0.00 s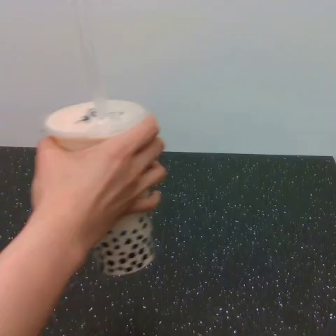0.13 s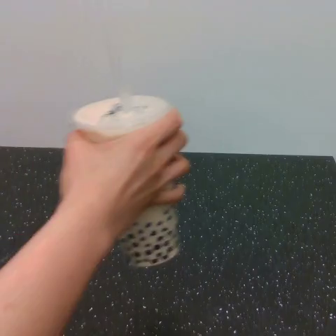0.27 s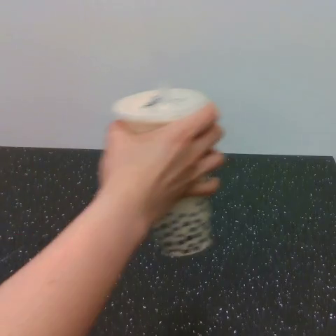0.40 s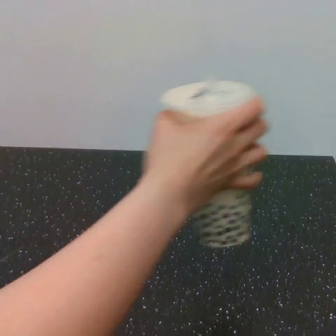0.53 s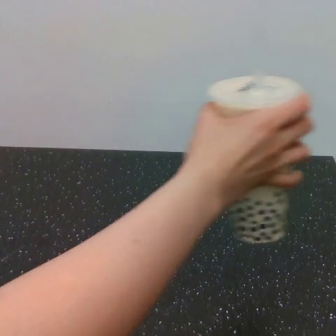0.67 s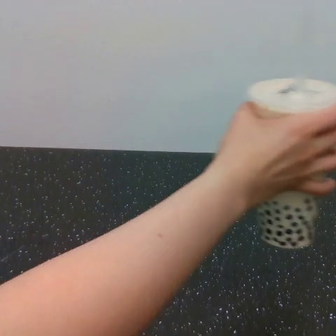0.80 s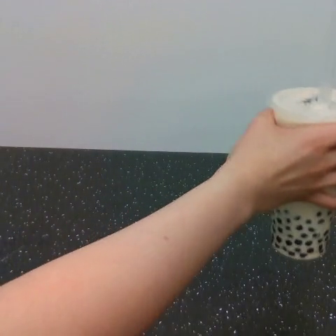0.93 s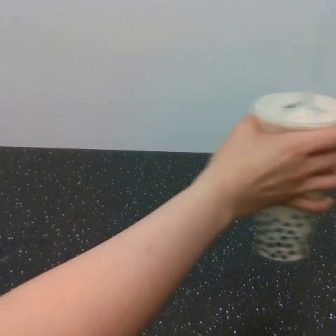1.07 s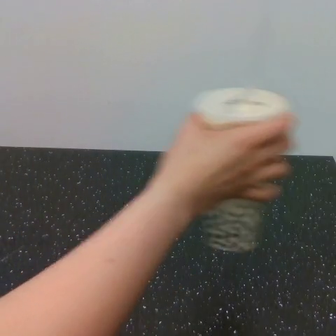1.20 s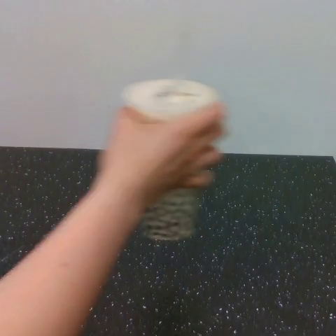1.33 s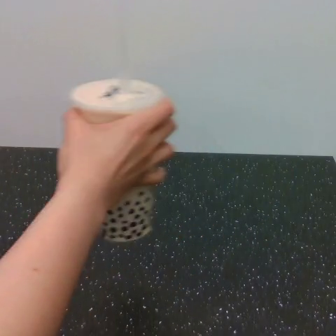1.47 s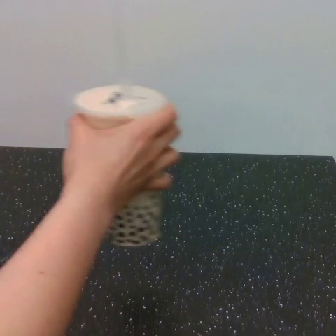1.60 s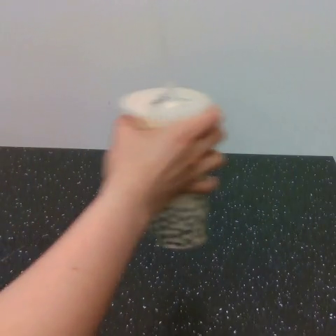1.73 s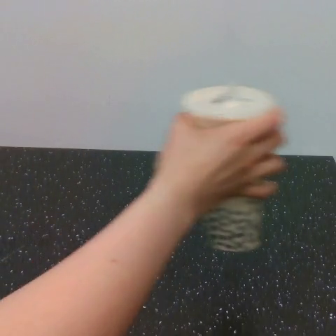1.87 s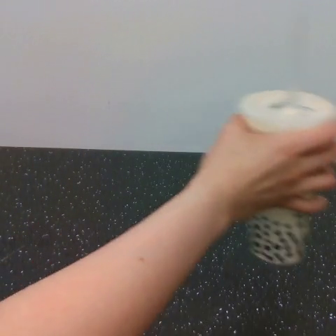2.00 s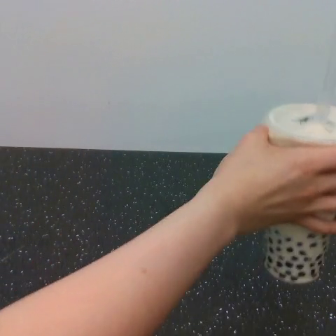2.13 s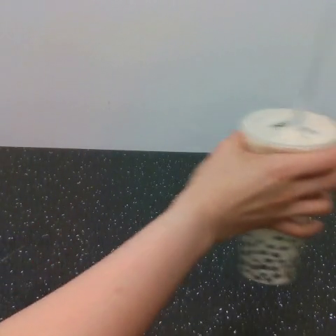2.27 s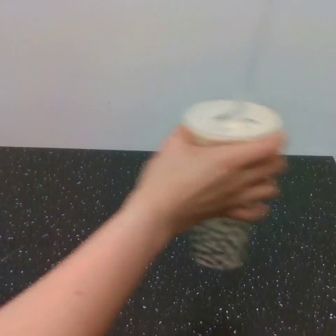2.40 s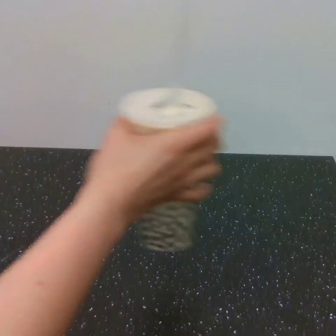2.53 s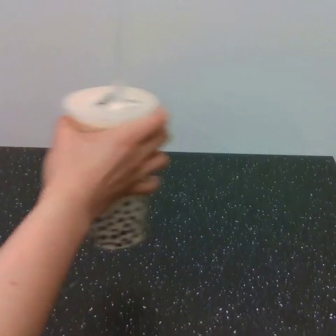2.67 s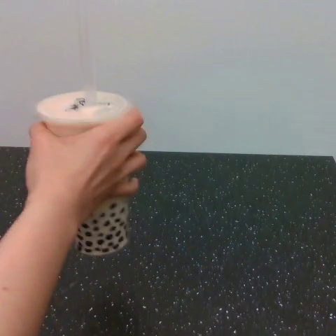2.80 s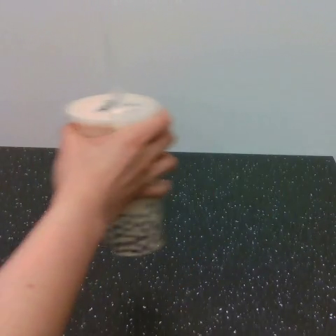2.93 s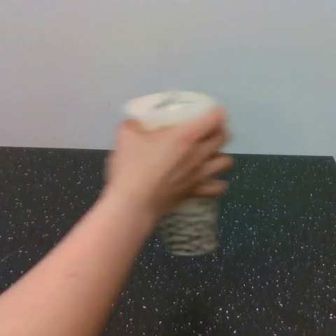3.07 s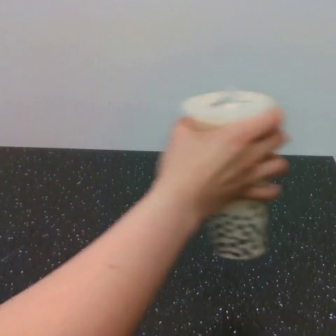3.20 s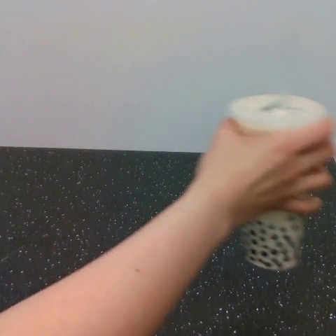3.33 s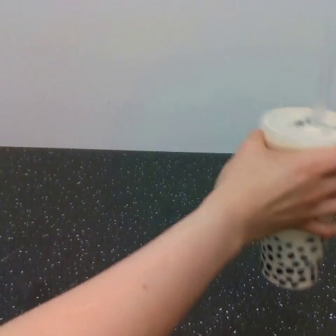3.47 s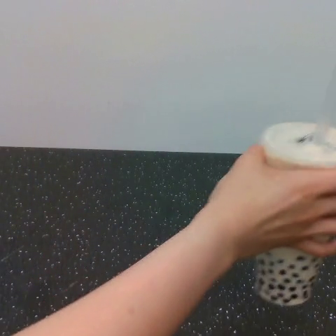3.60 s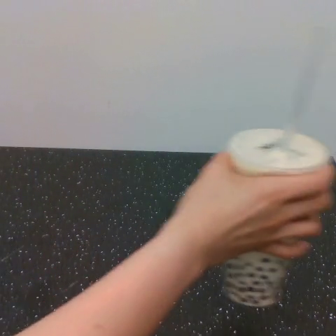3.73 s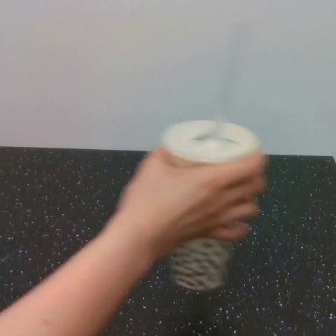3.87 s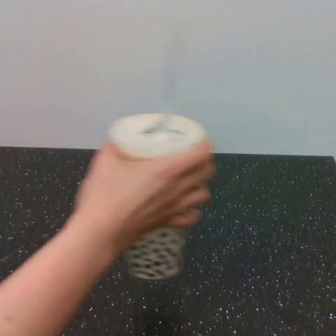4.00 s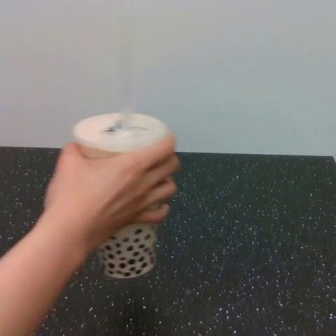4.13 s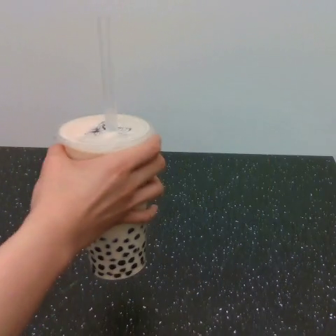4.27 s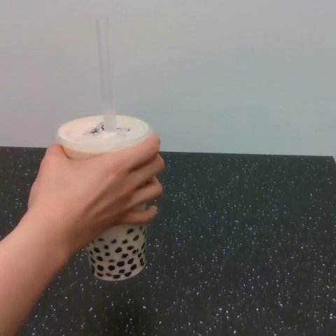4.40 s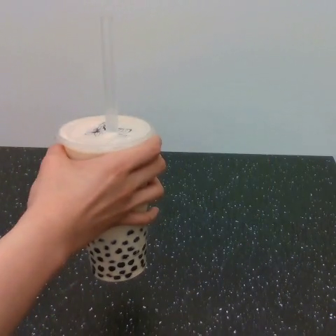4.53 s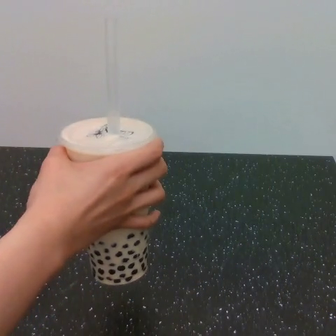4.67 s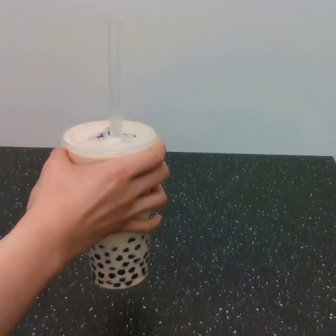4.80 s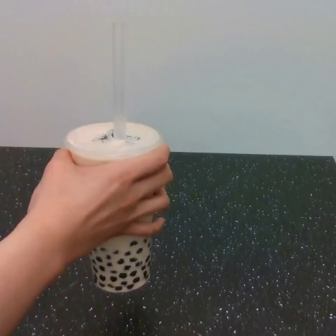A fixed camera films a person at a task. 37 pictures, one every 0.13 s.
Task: shake the boba.
Motion: move to the right and move to the left, repeating this sequence 3 times.
0.00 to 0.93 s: The hand goes to the right.
0.93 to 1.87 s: The hand goes to the left, then to the right.
1.87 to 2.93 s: The hand goes to the left, then to the right.
2.93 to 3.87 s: The hand goes to the right and downward, then to the left.
3.87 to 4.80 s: The hand goes to the left.
